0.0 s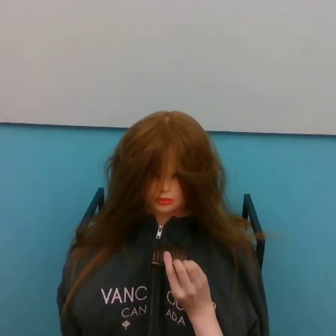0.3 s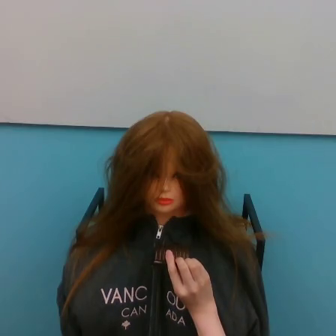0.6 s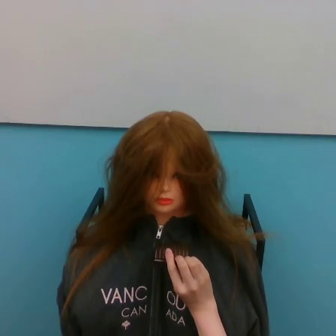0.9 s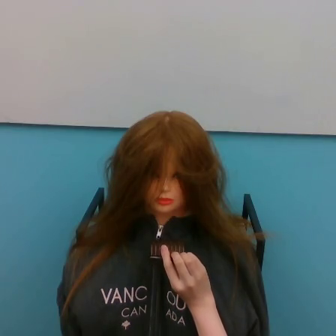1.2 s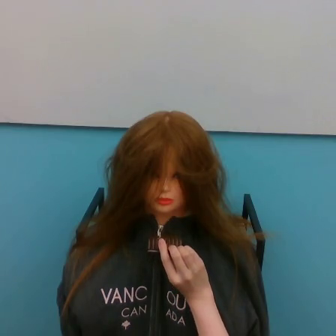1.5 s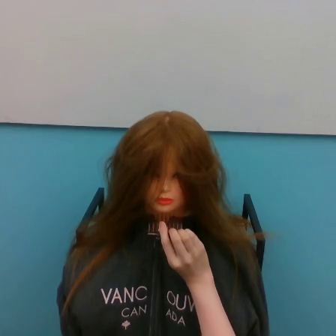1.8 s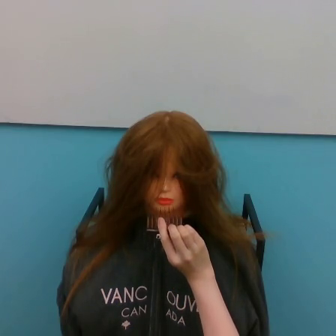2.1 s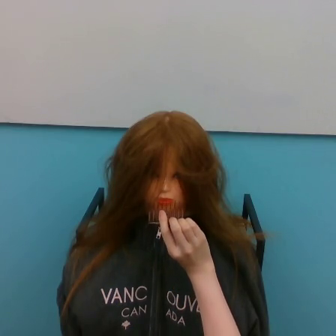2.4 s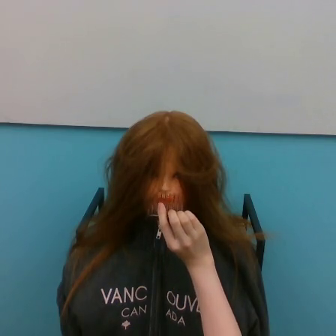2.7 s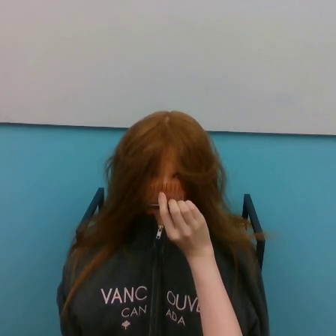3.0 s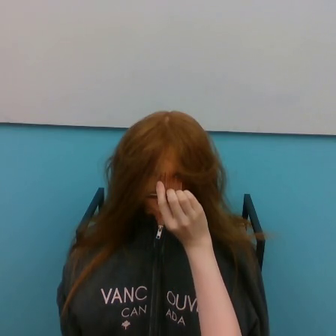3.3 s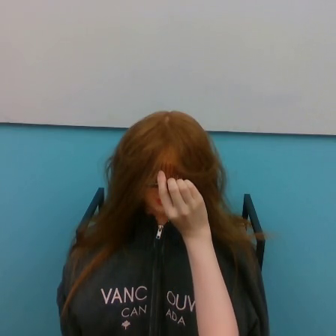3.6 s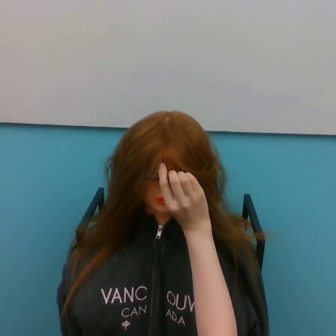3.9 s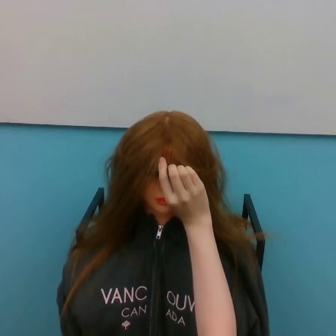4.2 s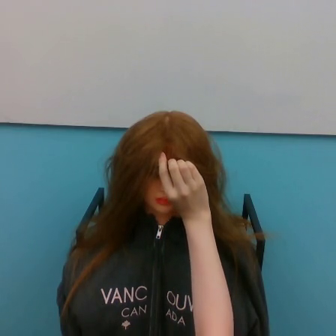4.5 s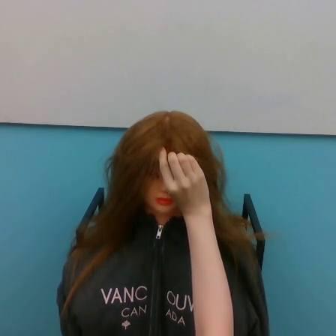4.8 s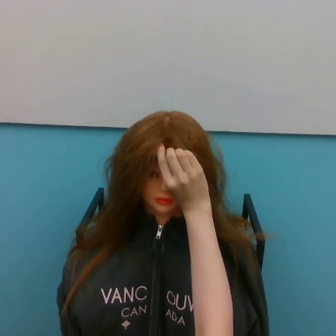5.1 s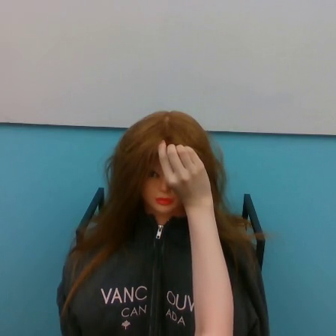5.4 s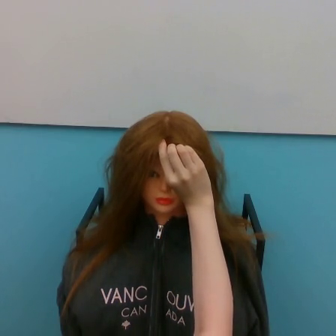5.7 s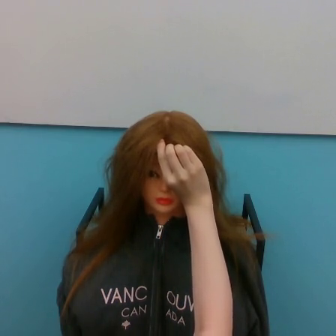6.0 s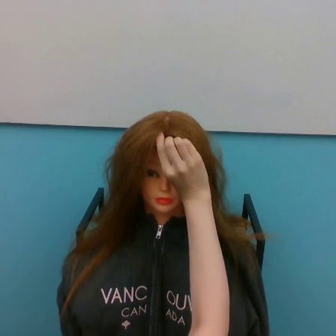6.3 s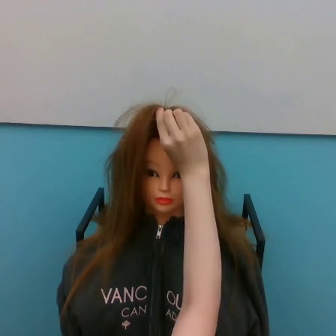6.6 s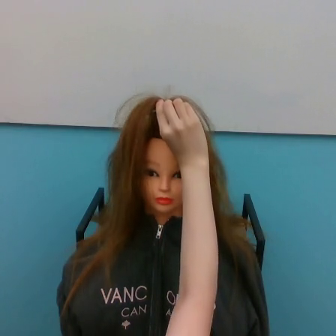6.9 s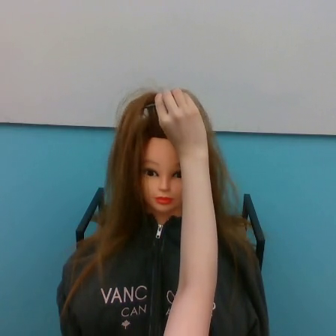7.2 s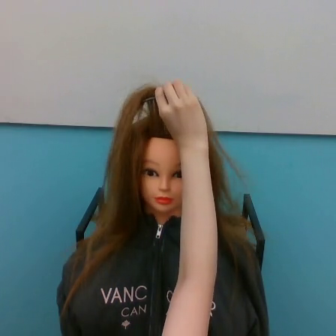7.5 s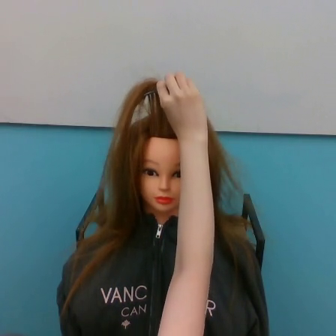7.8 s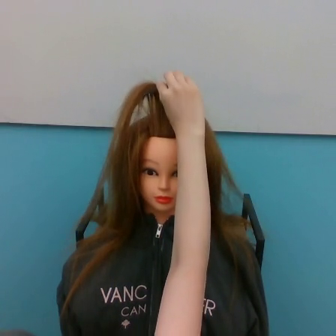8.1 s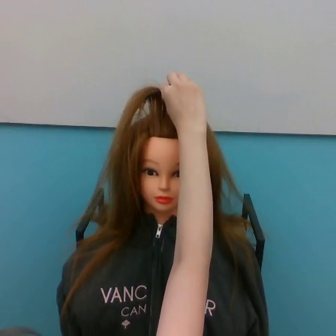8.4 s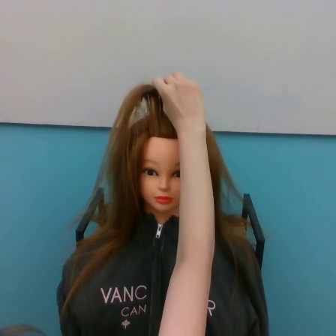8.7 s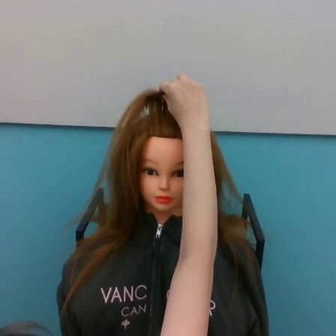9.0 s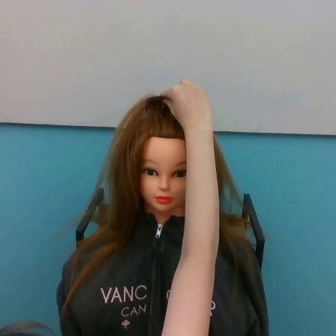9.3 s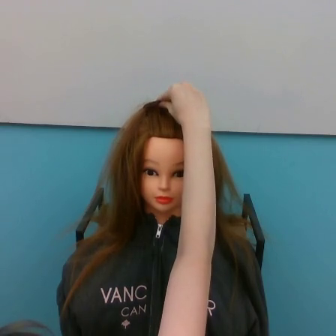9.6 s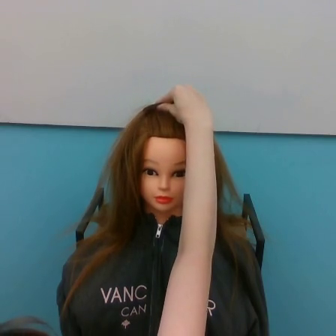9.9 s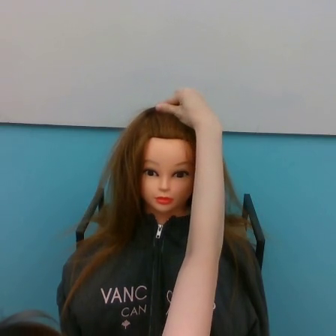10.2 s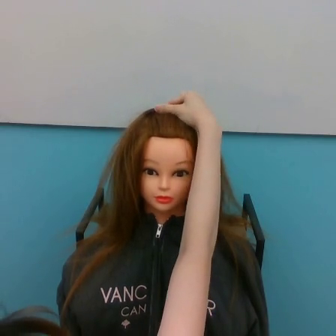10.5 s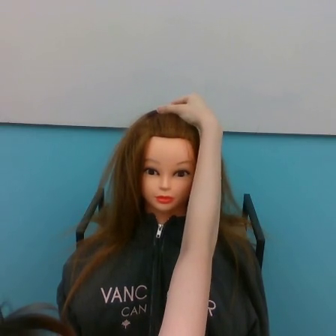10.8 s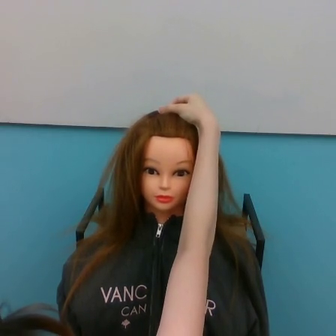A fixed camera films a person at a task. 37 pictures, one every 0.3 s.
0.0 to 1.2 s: The hand goes upward.
1.2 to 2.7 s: The hand goes upward.
2.7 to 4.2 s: The hand goes upward.
4.2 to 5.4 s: The hand goes upward.
5.4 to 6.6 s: The hand goes upward.
6.6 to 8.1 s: The hand goes upward.
8.1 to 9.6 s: The hand goes downward.
9.6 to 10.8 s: The hand moves only a little.
Task: brush hair.
Motion: move upward and move downward.
